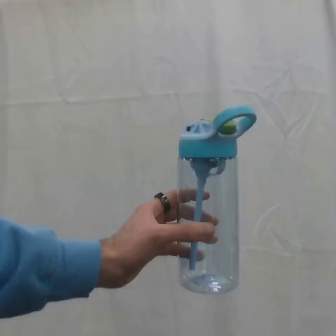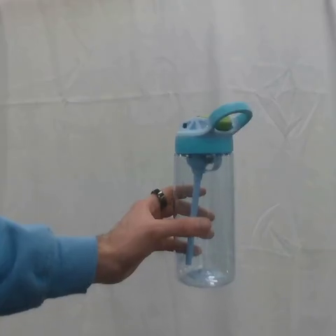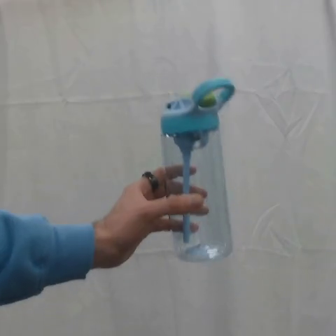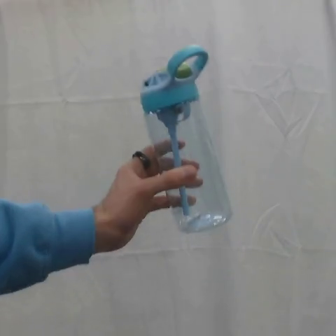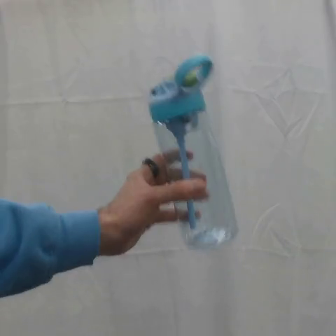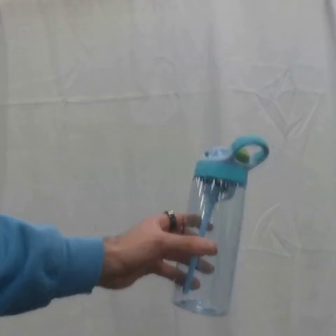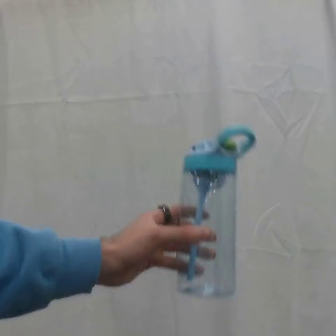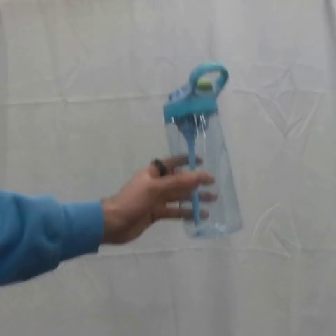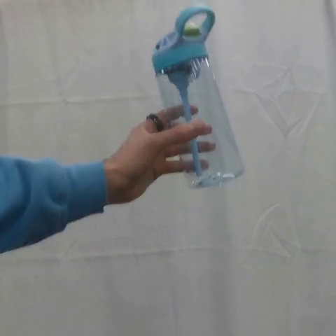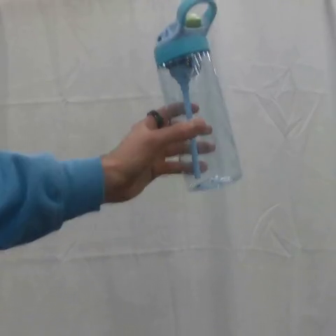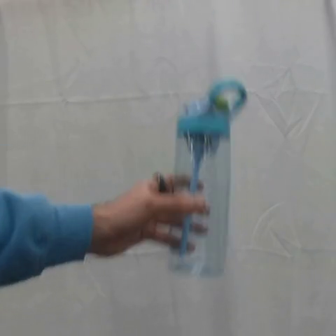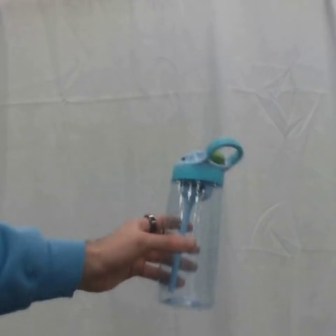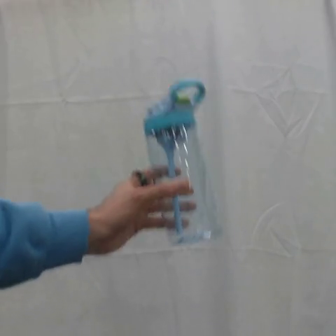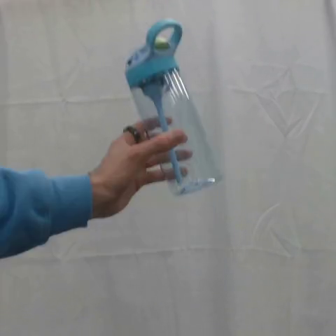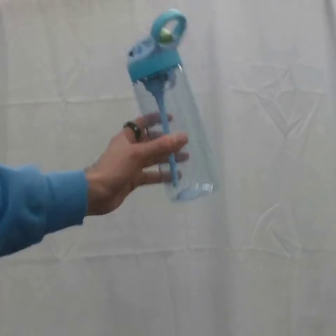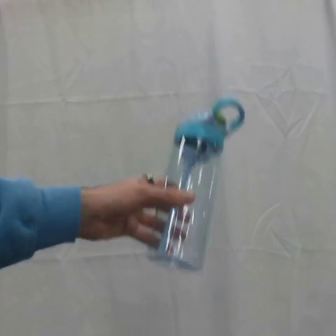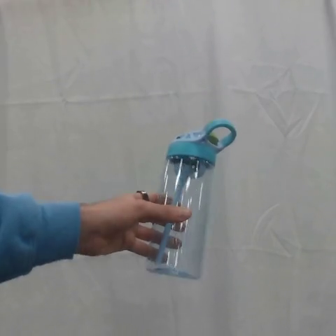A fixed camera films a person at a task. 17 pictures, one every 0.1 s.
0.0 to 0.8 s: The hand goes upward.
0.8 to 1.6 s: The hand goes downward, then upward.
Task: shake the water bottle.
Motion: move up and down three times.
